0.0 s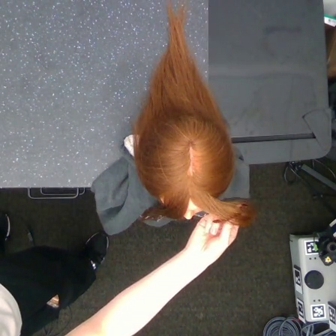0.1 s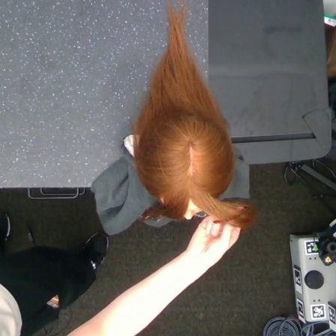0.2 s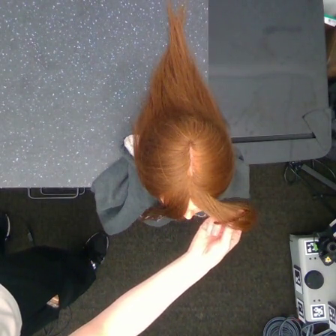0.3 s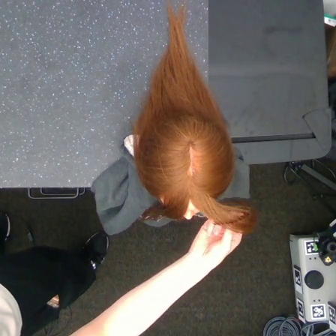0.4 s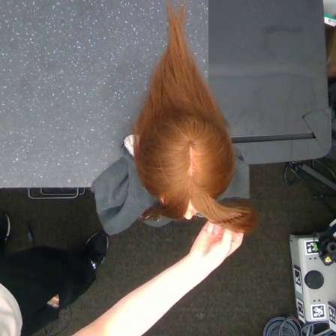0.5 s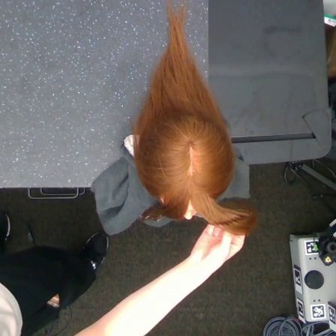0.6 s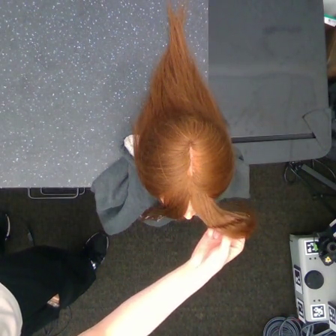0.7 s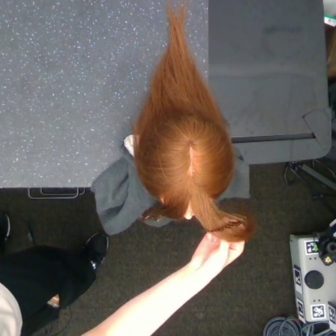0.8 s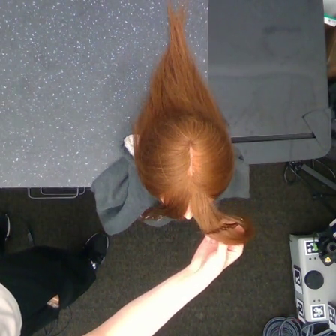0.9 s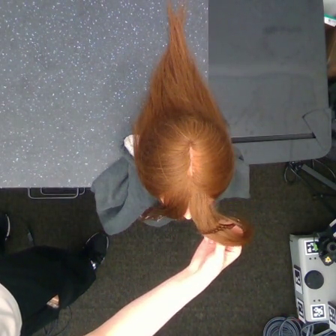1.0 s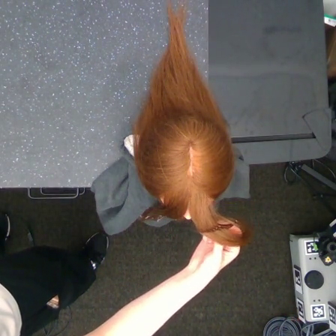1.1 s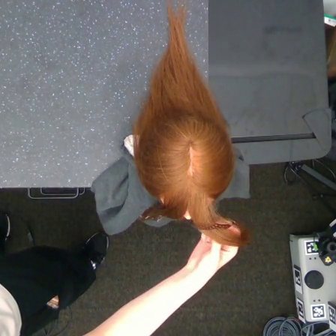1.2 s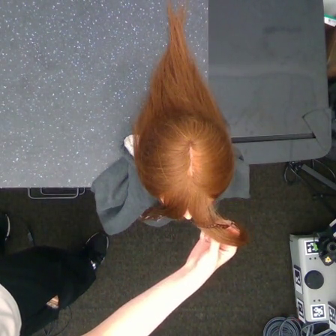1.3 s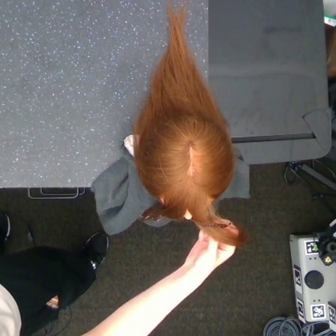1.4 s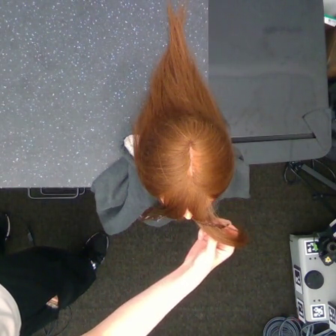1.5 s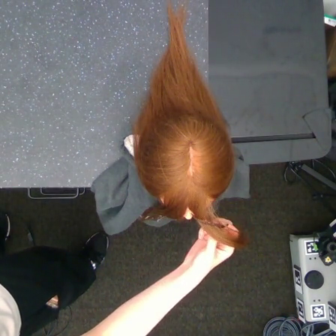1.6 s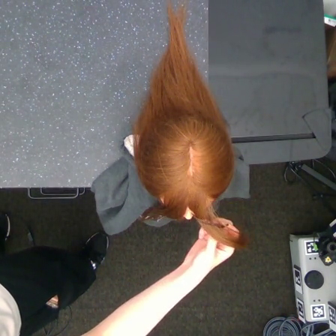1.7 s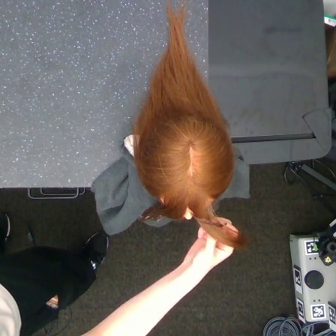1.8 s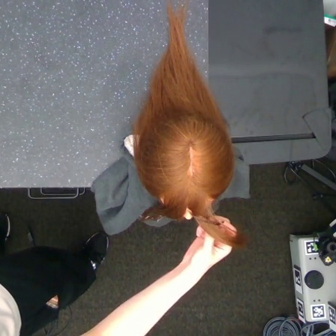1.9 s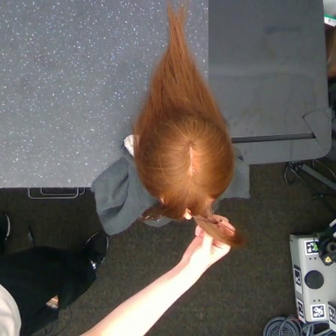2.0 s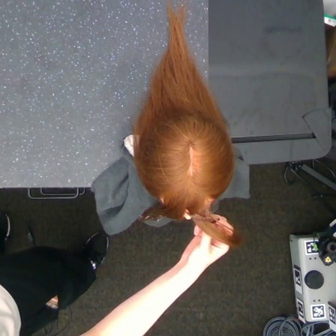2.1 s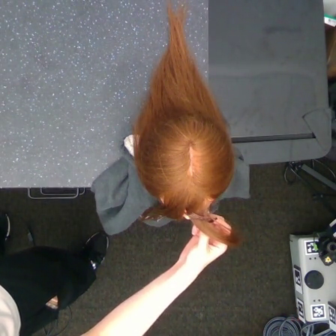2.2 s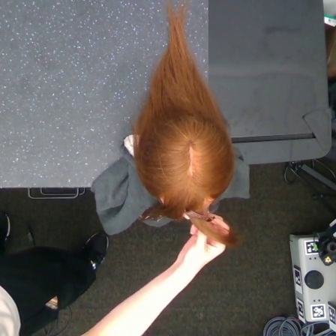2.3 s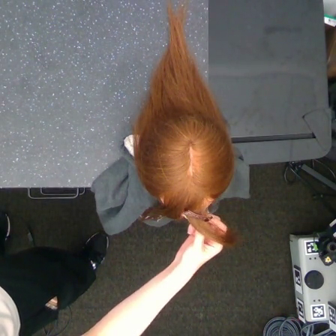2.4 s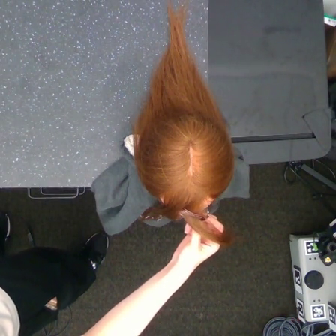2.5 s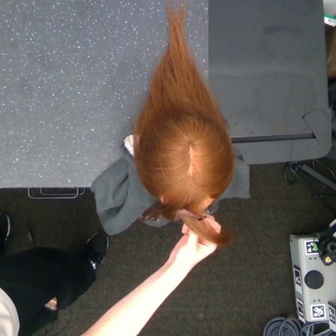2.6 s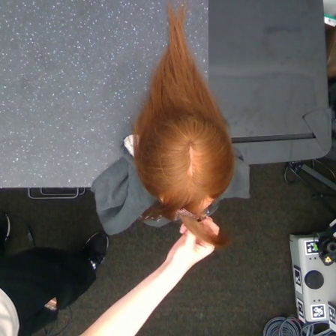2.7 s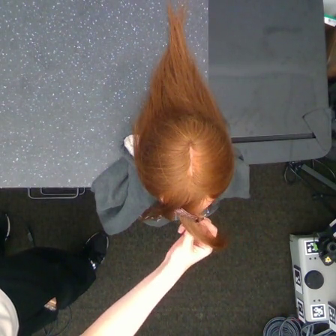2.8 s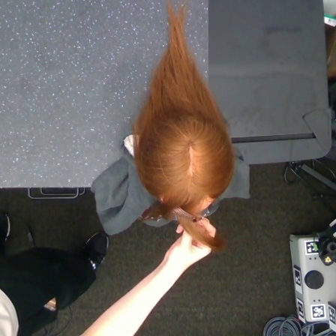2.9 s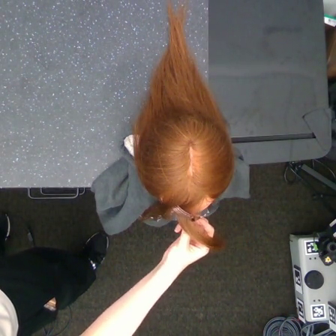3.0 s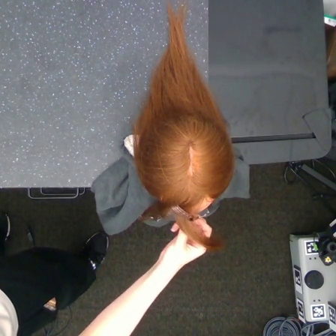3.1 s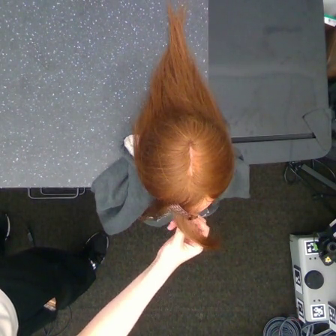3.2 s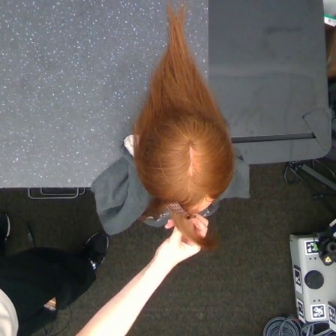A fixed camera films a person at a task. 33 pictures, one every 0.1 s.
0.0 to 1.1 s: The hand goes downward.
1.1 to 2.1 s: The hand goes to the left.
2.1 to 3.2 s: The hand goes to the left.
Task: tidy front hair.
